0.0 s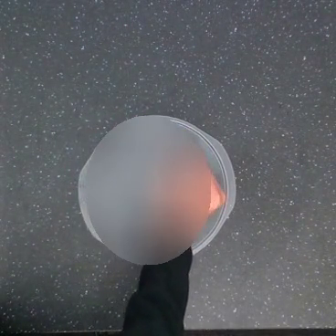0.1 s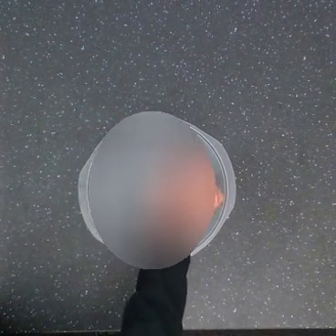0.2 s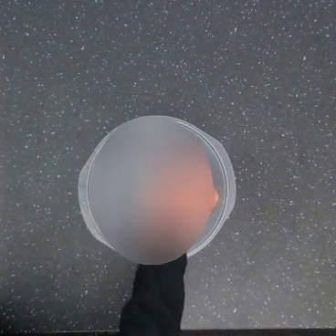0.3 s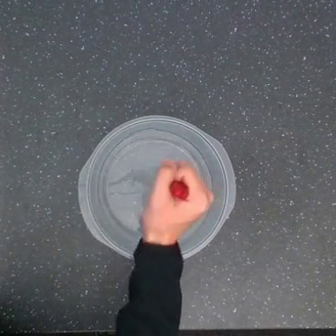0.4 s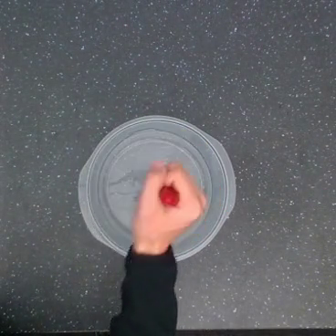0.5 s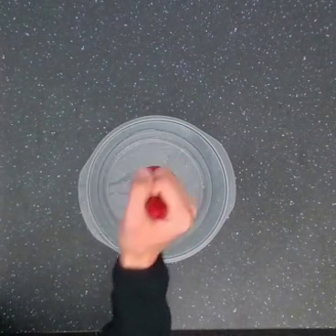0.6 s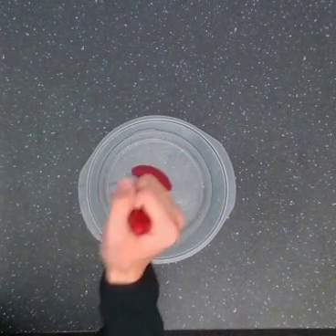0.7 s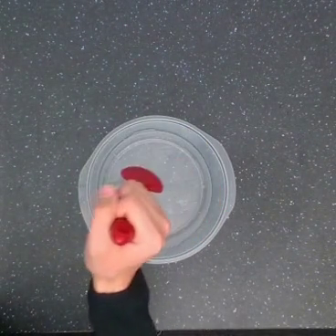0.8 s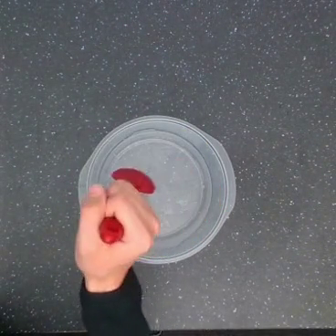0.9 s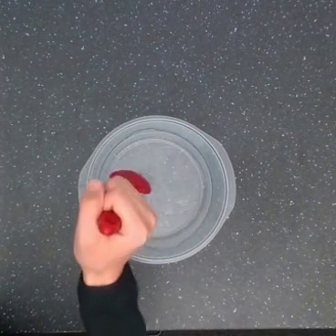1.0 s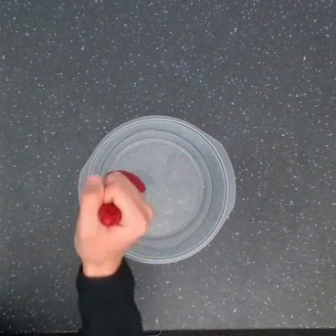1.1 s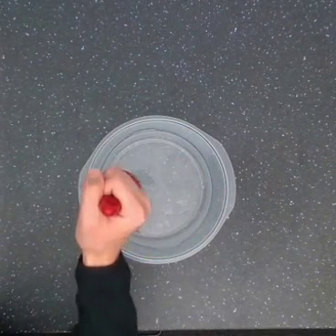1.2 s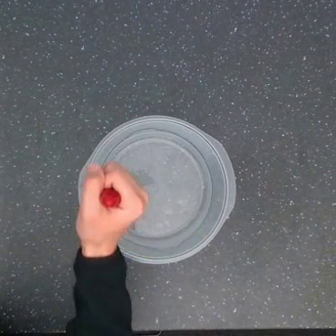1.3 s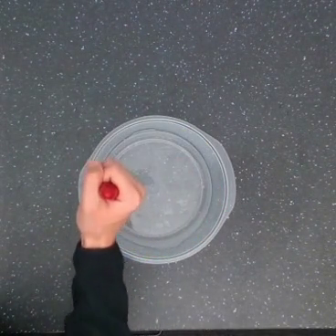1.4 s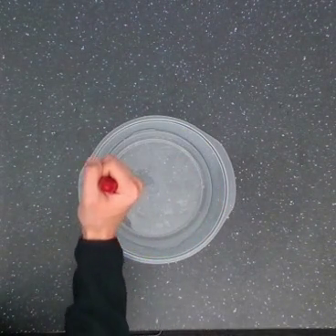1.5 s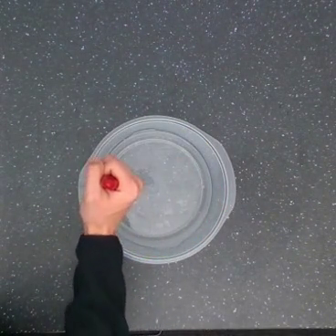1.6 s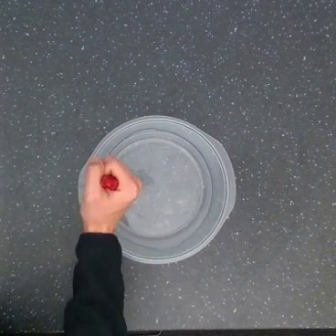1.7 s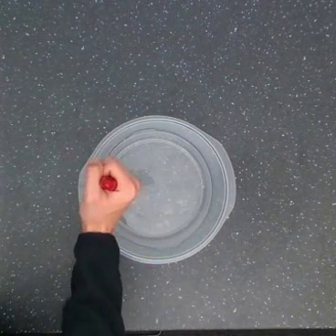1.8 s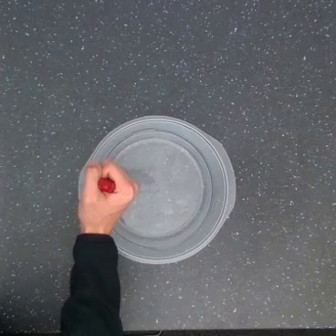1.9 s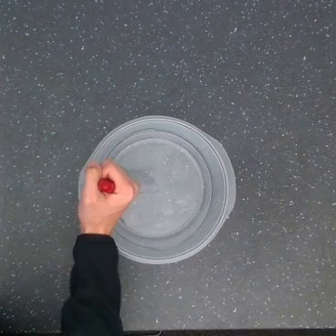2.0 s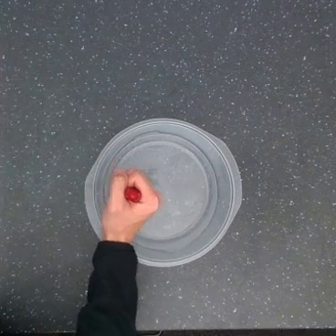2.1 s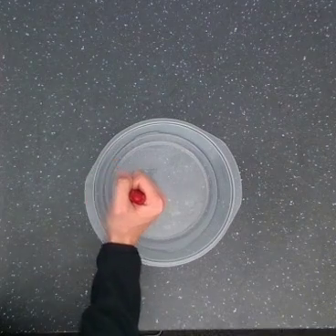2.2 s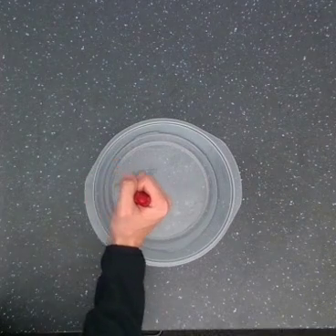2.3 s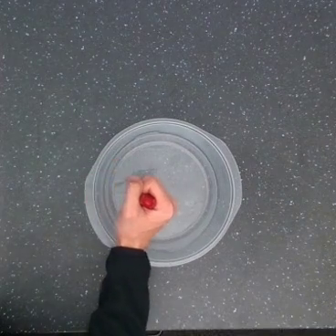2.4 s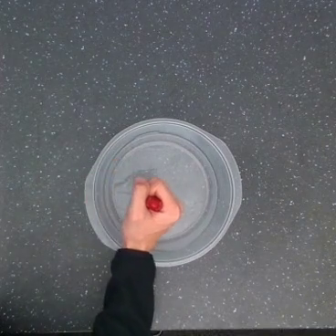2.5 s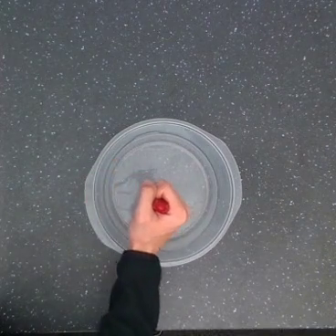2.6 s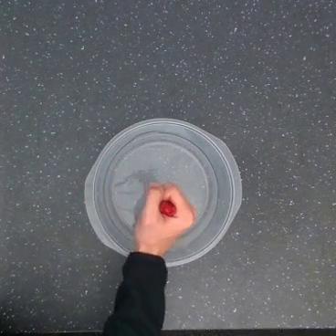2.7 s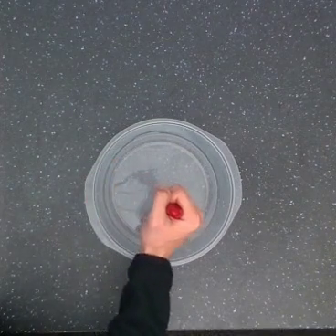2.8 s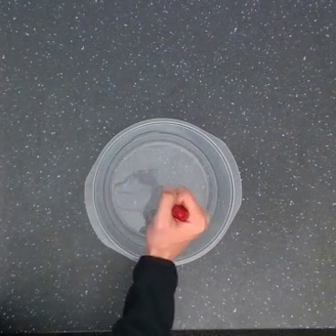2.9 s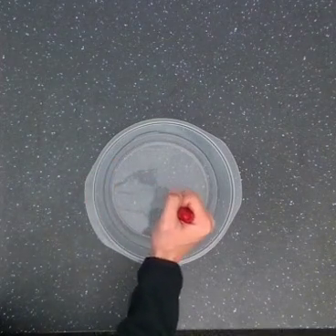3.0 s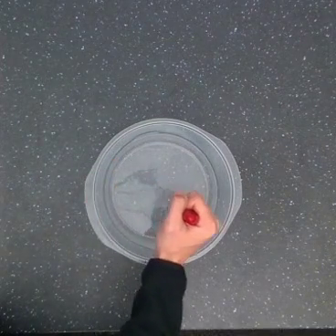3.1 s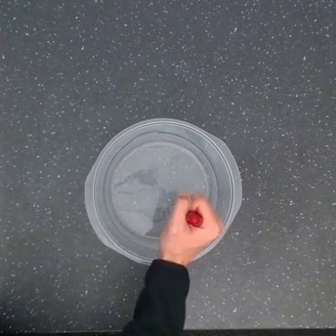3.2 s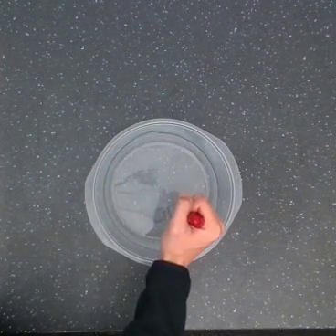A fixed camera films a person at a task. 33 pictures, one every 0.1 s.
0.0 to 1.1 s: The hand goes to the left, then upward.
1.1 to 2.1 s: The hand goes to the right.
2.1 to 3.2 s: The hand goes to the right.
Task: stir.
